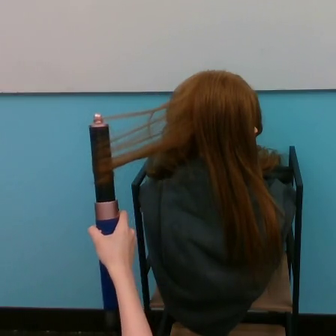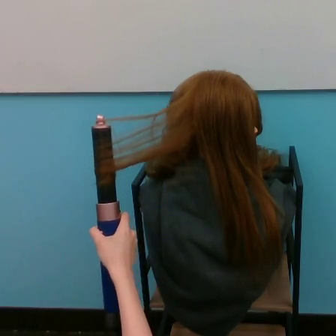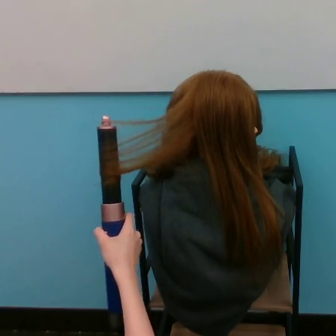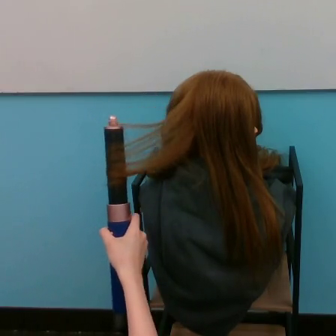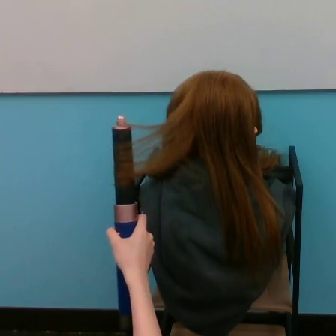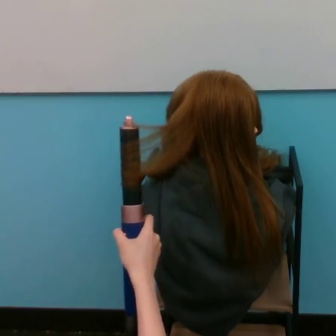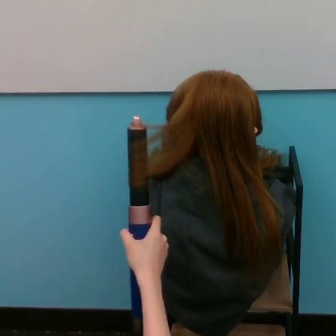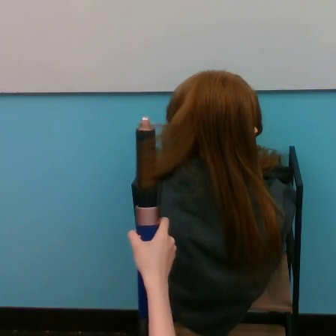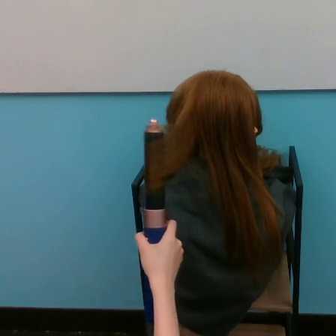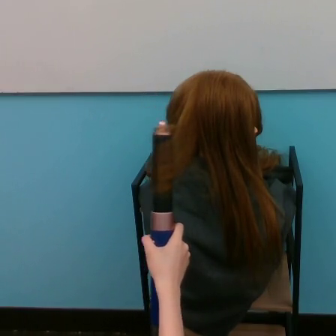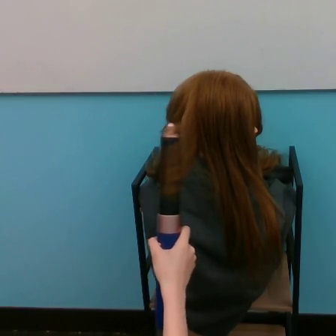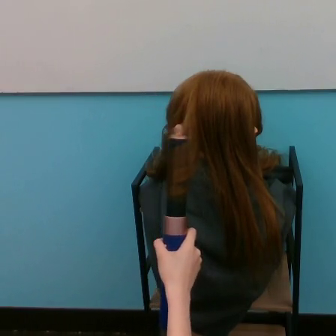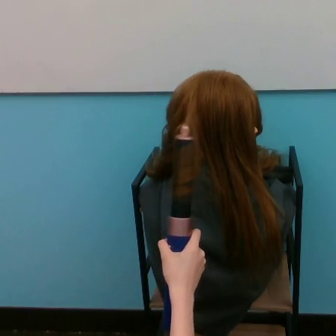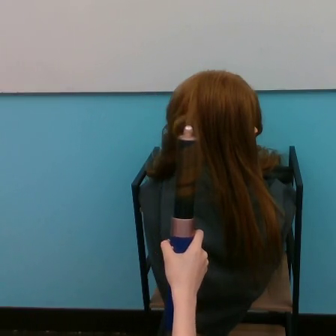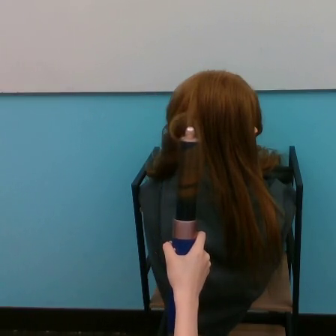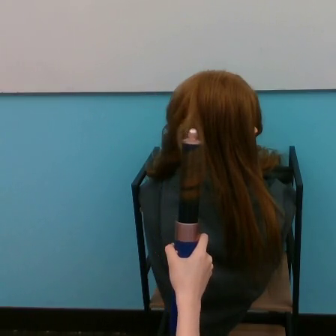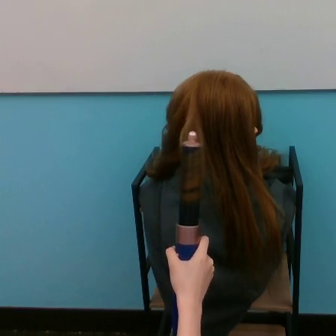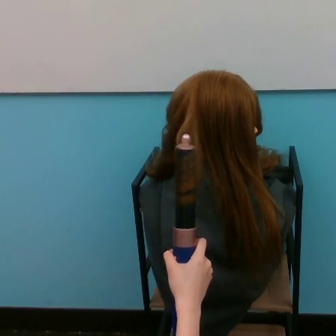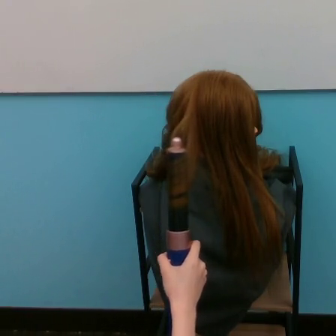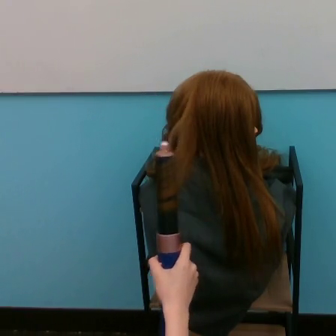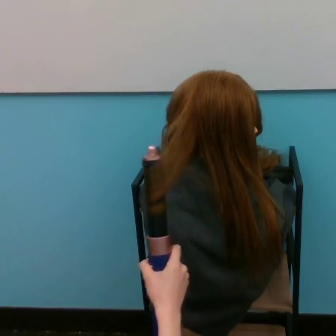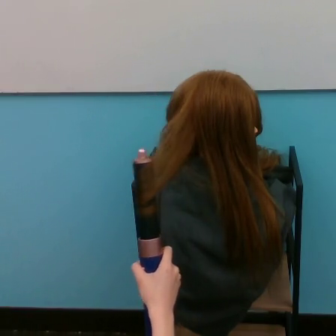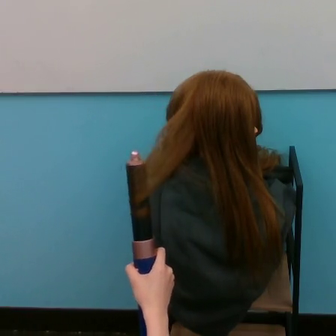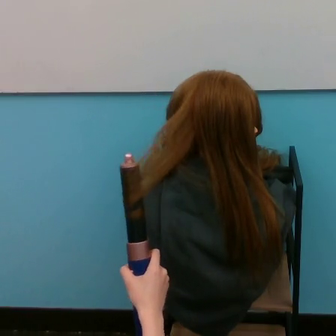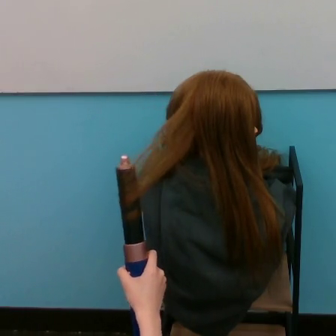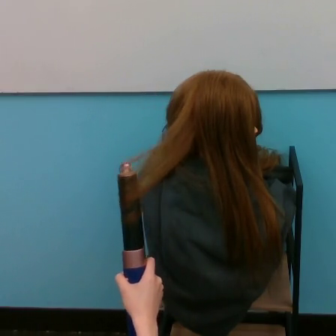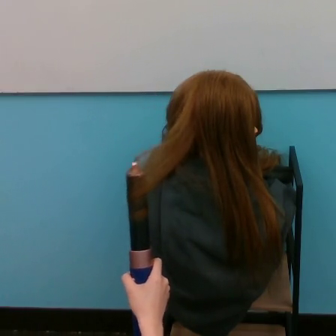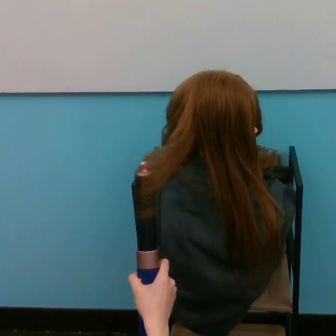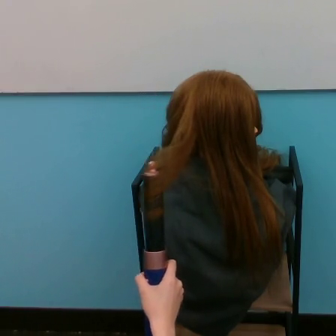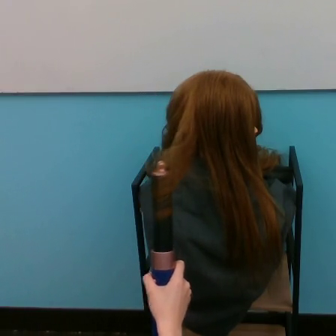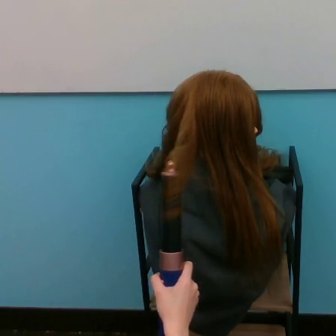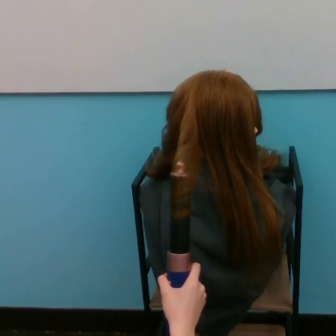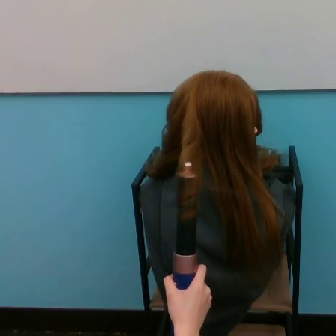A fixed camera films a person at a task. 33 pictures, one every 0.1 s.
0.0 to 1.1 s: The hand goes to the right.
1.1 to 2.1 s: The hand goes to the left and downward, on a clockwise arc.
2.1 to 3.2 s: The hand goes to the right and downward.
Task: curl hair.
